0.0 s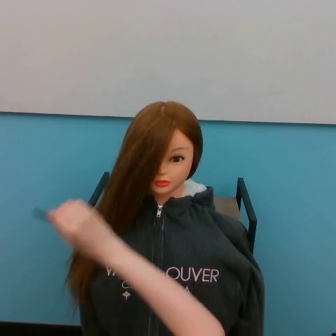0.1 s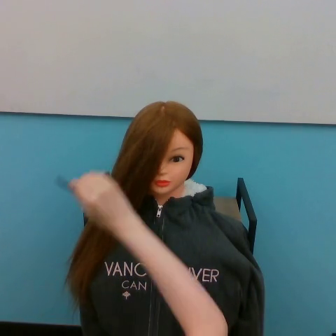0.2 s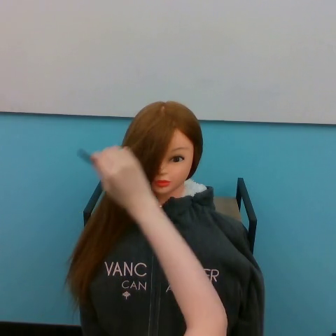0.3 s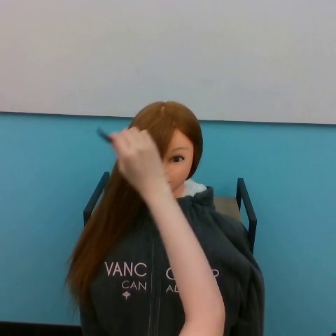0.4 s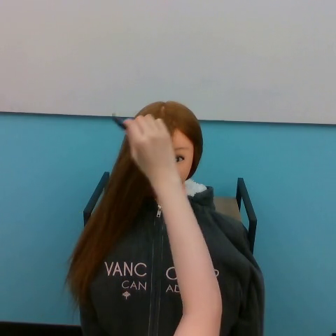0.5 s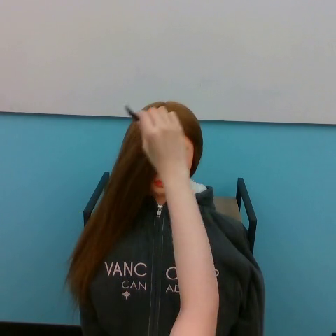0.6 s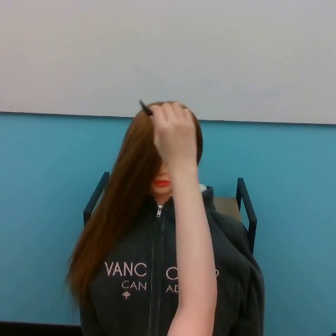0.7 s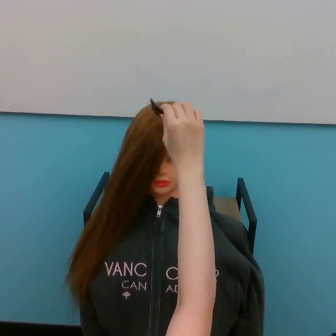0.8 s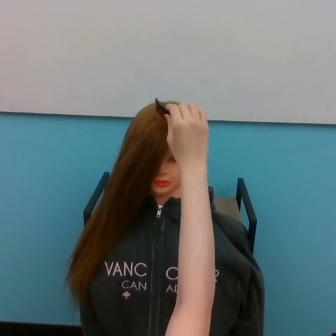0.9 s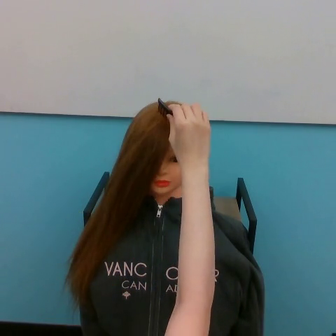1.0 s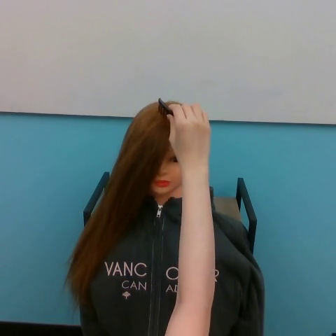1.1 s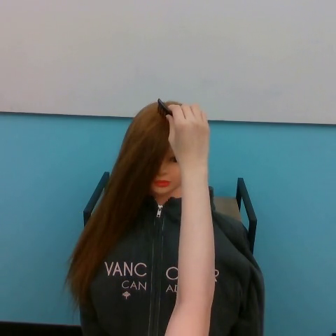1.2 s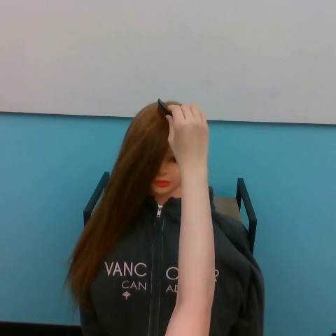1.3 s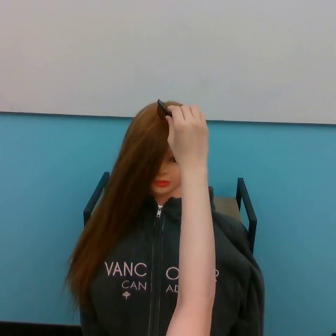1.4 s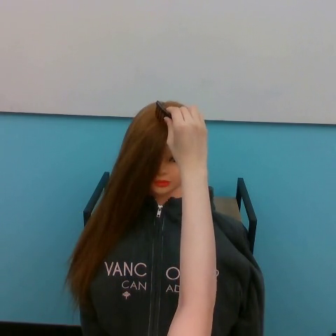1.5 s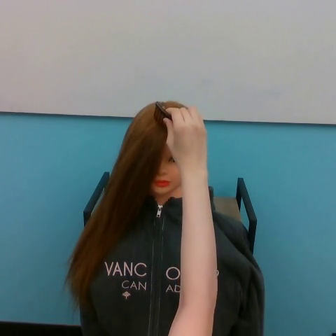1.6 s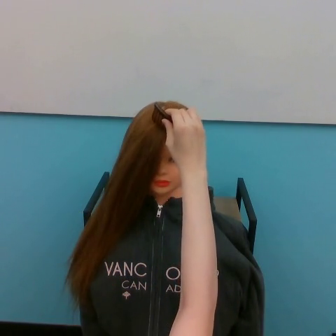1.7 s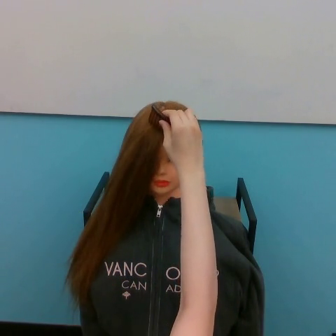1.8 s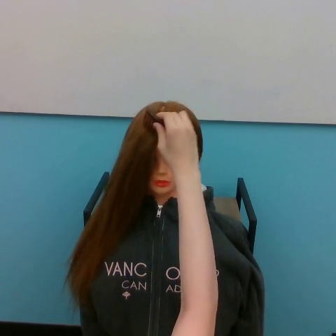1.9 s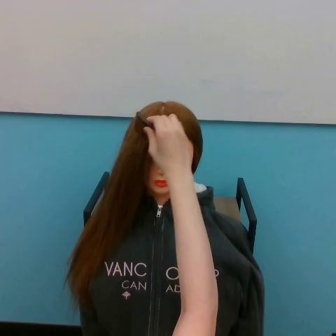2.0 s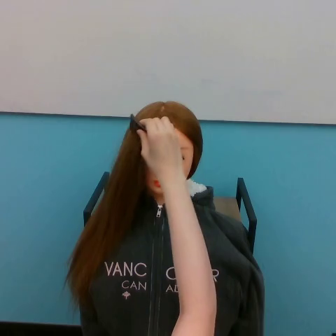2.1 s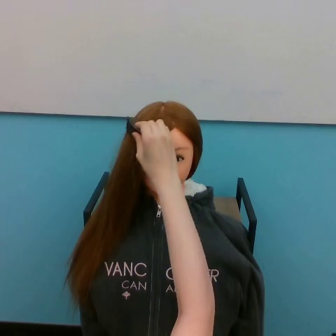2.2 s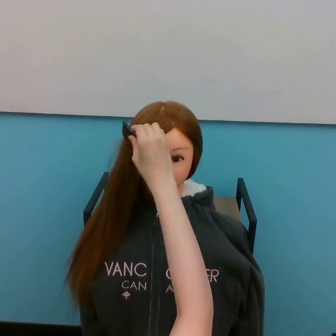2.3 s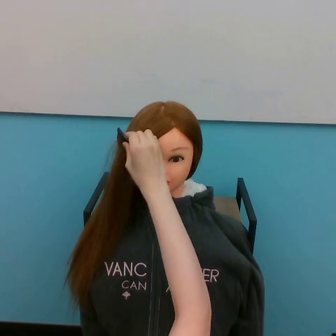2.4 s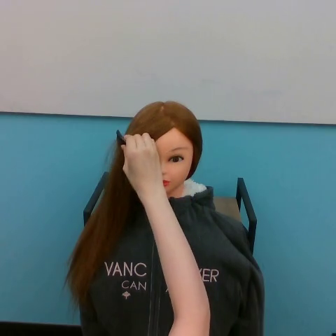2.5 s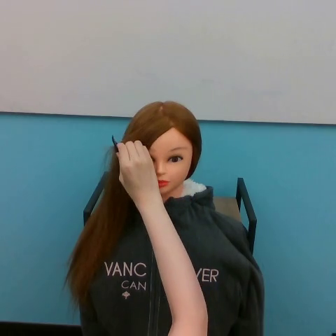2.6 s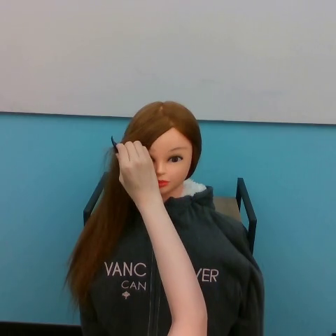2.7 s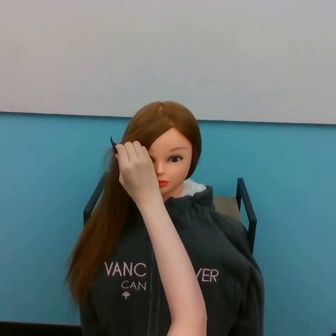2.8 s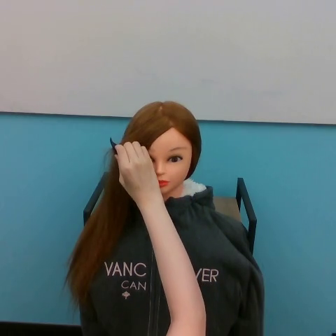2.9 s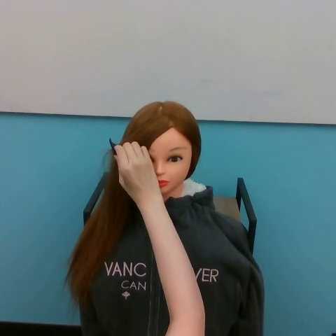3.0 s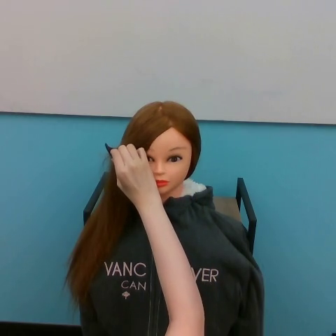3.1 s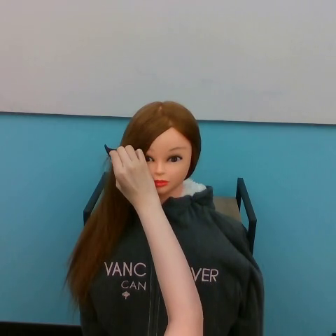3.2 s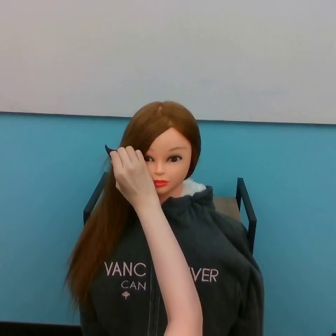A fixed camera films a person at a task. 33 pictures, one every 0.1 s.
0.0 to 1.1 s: The hand goes to the right and upward.
1.1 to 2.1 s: The hand goes to the left and downward.
2.1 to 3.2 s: The hand goes downward and to the left.
Task: brush hair.
